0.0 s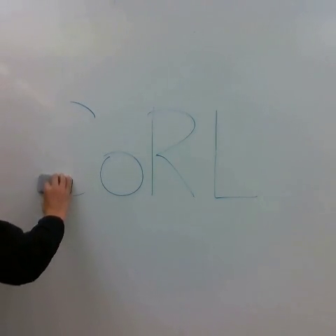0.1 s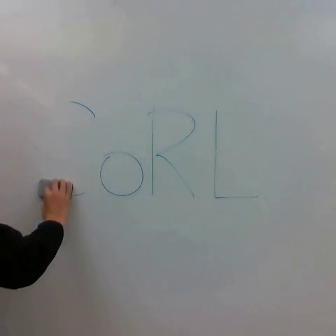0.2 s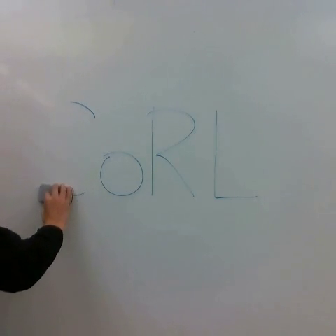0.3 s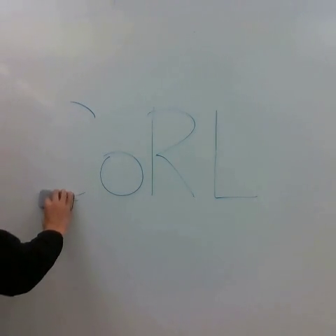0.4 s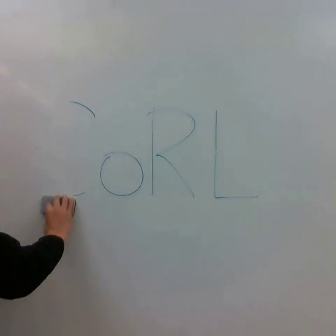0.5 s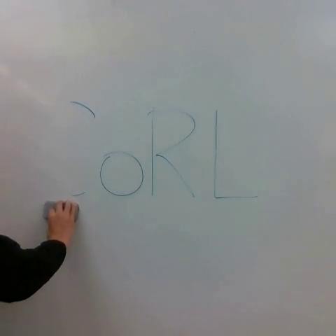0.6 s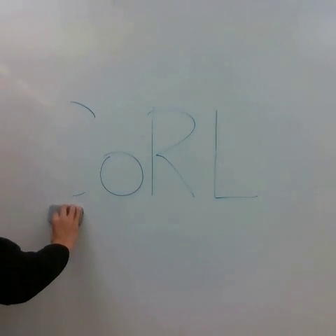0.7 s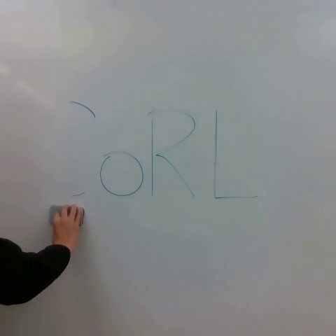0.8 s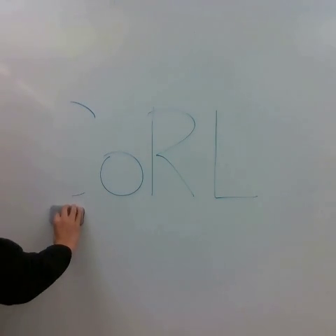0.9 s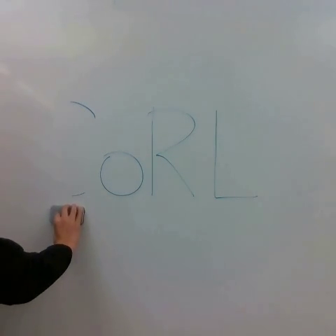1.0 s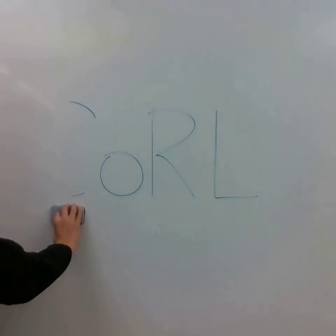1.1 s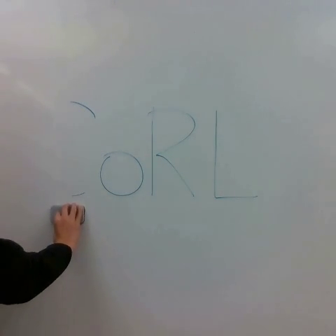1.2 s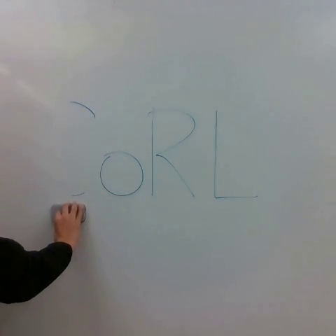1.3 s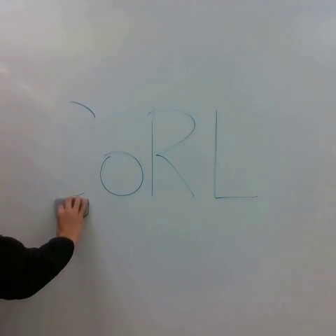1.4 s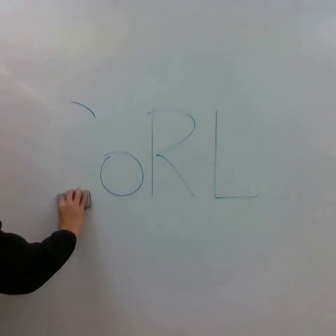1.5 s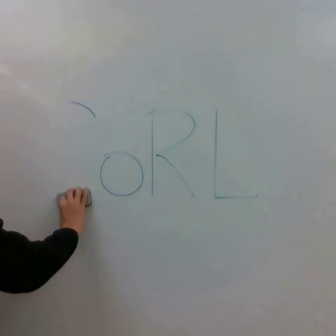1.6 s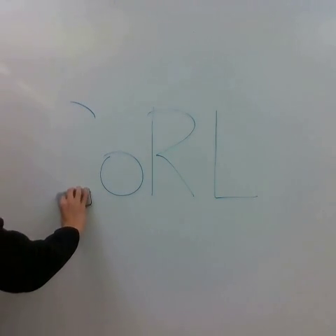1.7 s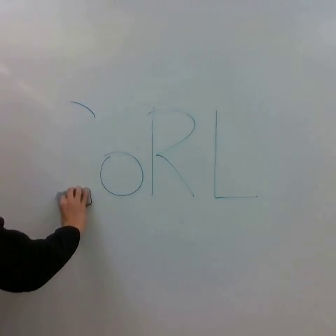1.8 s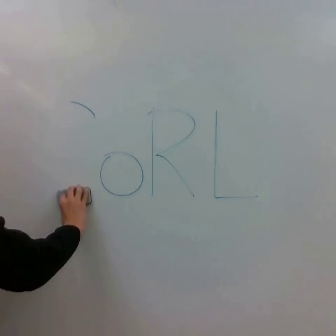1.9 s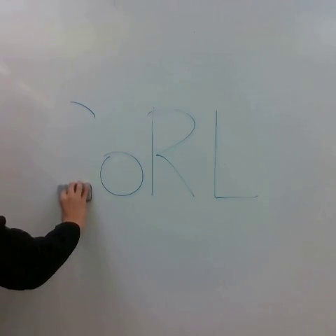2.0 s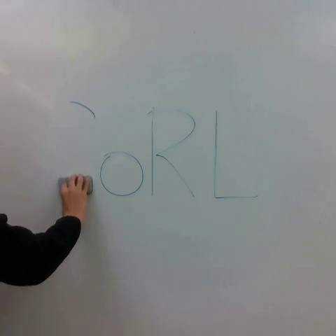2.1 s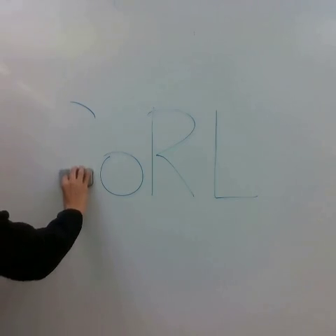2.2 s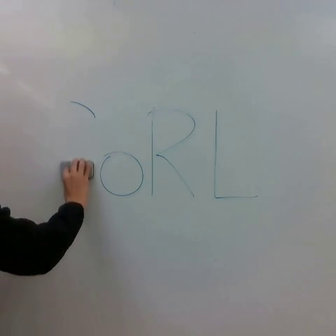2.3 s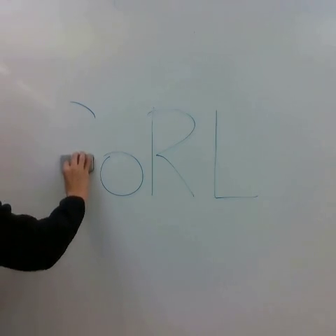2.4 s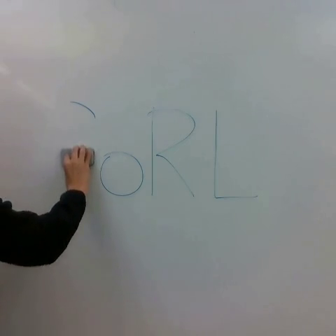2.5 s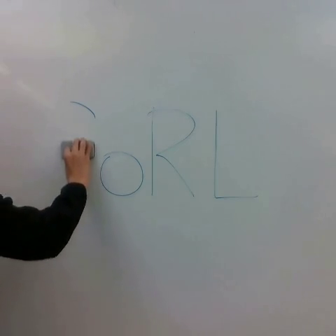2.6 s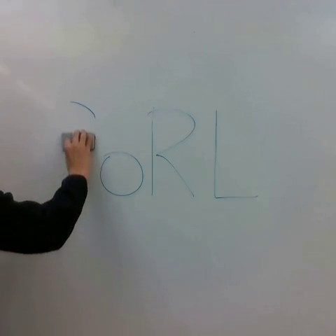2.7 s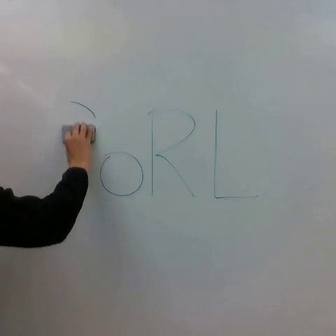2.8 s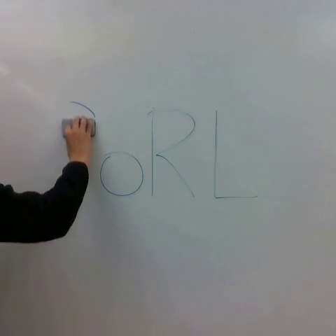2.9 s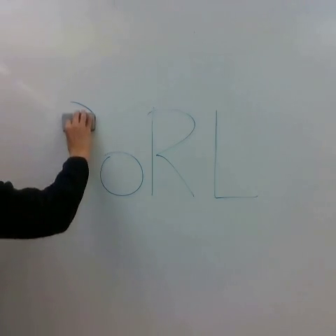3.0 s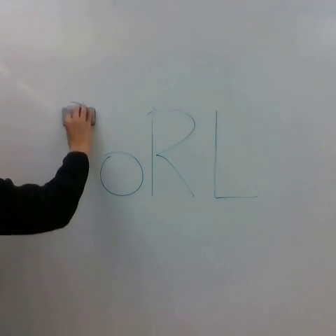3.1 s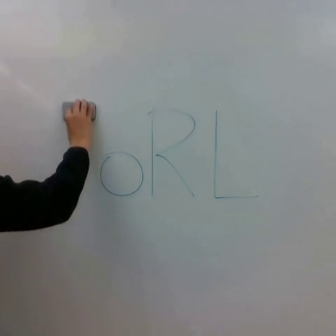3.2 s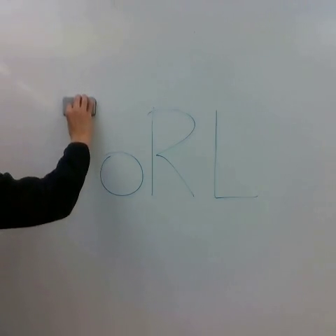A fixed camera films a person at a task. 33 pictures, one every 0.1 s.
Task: erase whiteboard.
0.0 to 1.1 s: The hand goes downward.
1.1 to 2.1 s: The hand goes upward.
2.1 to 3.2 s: The hand goes upward.
